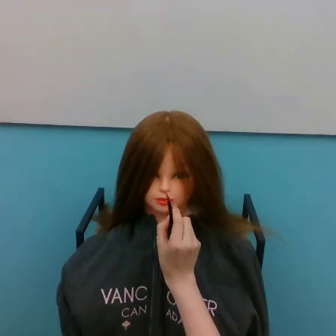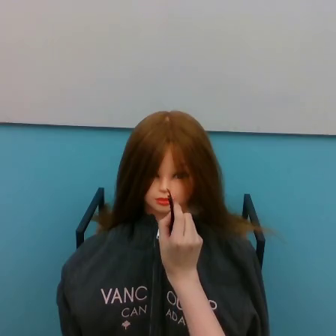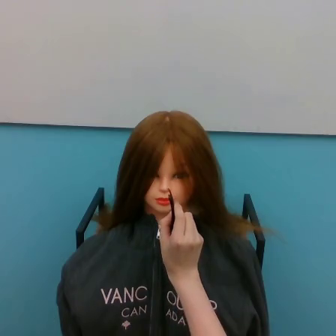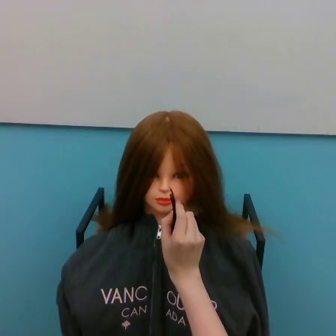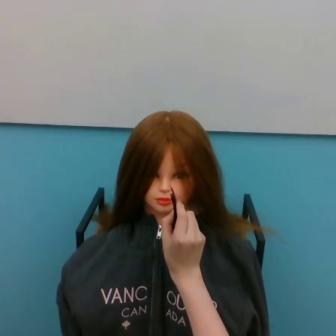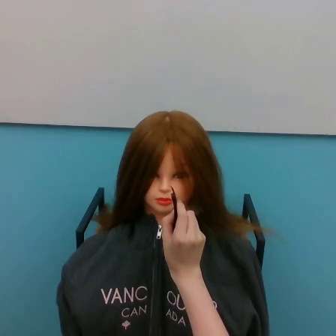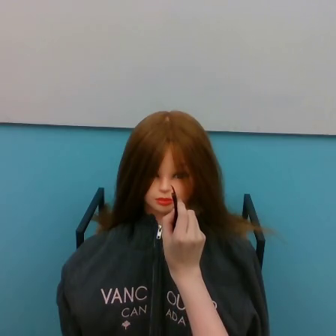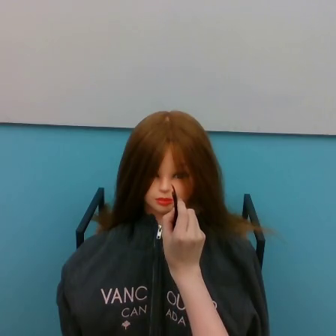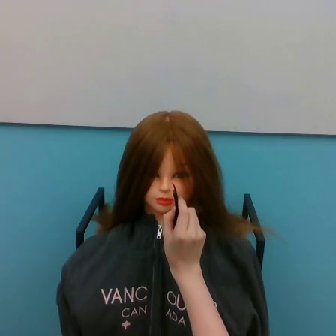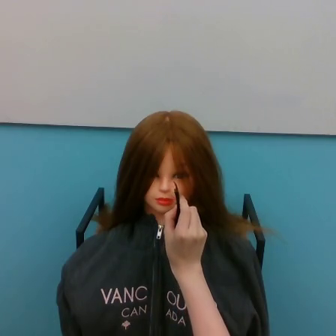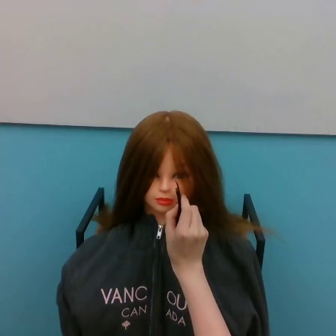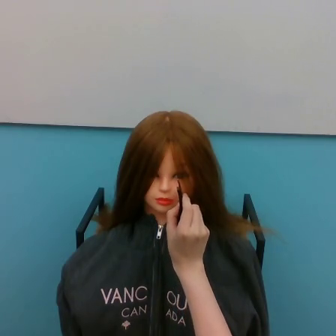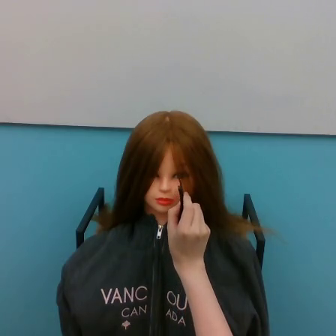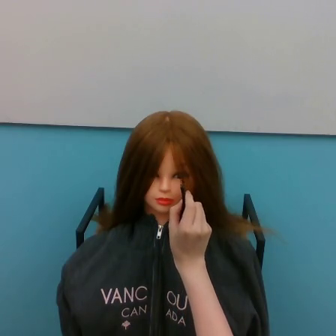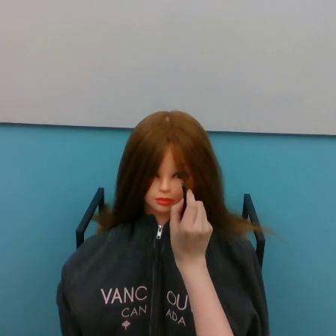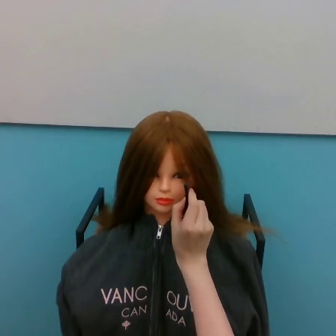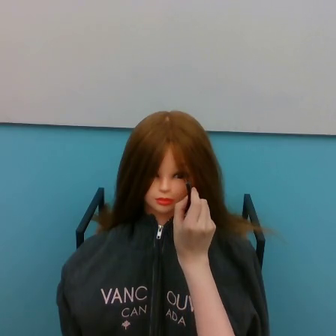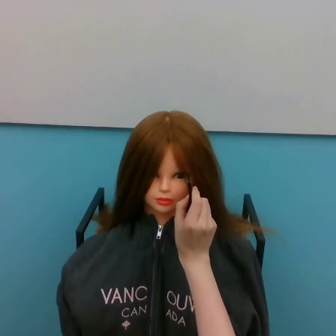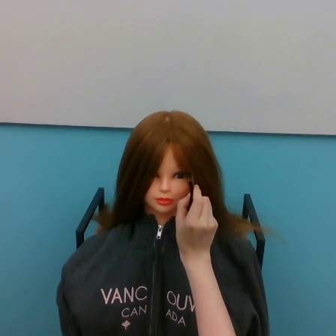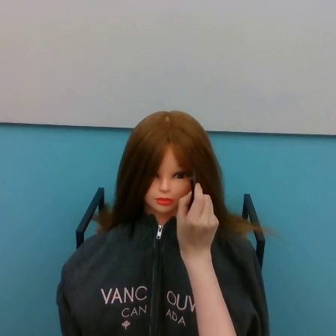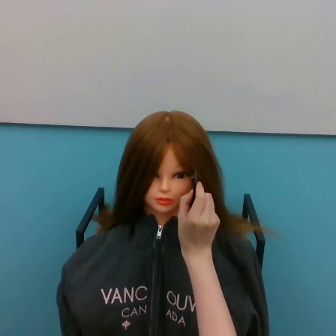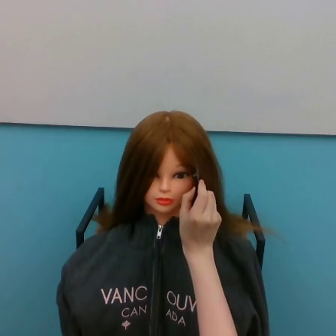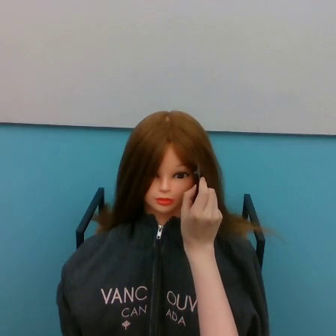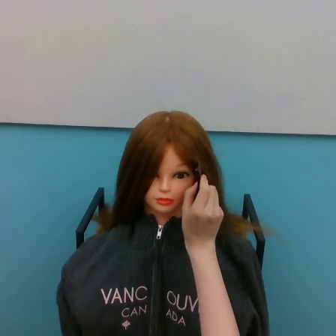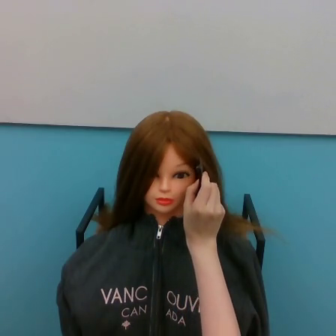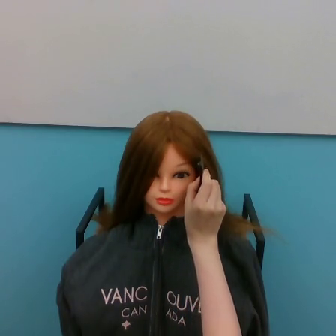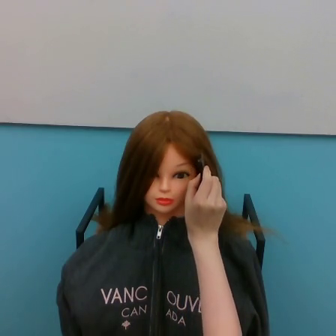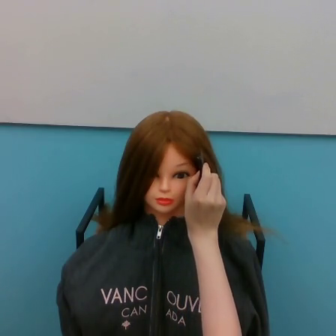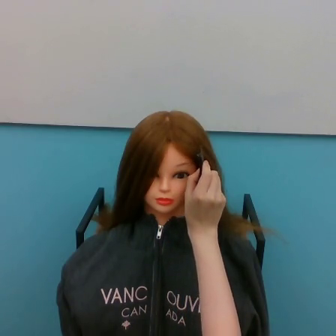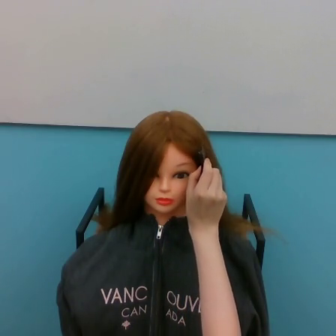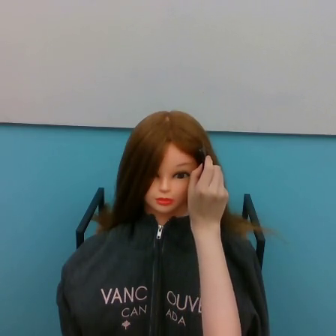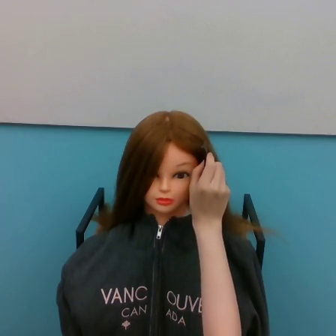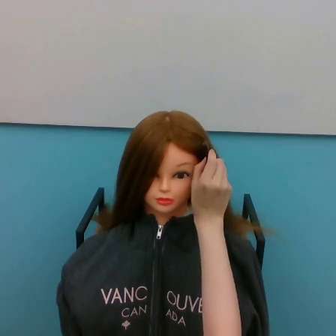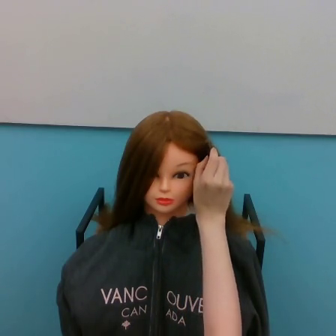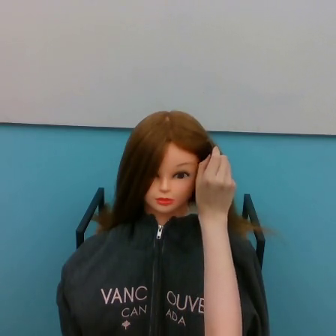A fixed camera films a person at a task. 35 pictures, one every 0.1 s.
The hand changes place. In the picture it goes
upward.
0.0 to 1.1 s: The hand moves only a little.
1.1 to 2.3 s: The hand goes upward and to the right.
2.3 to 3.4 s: The hand goes upward.
Task: tidy hair.
Motion: move upward and to the right.
